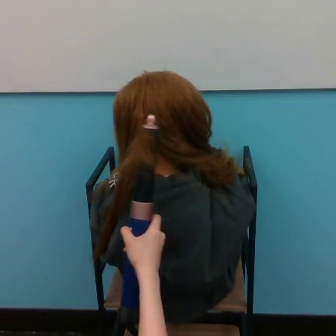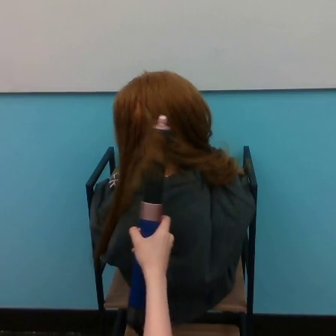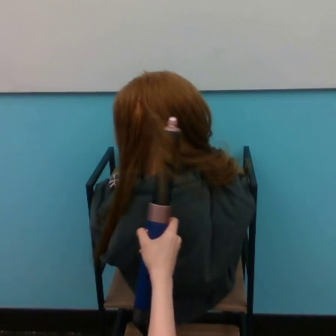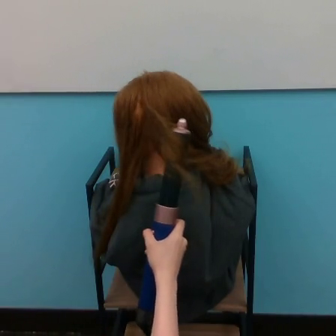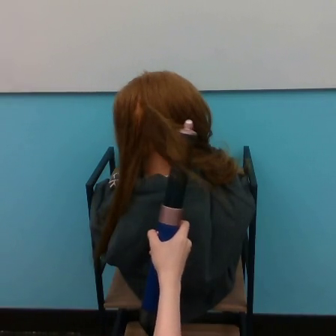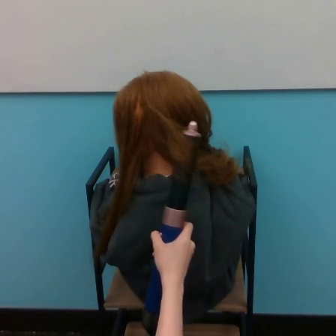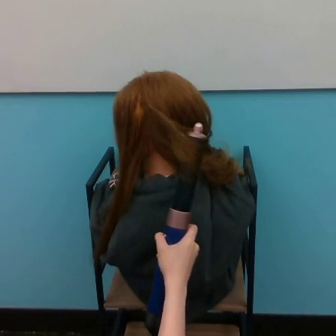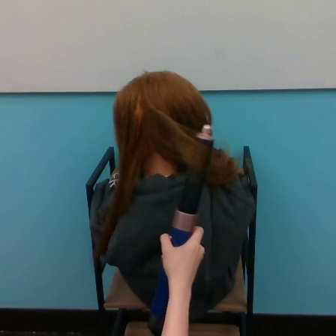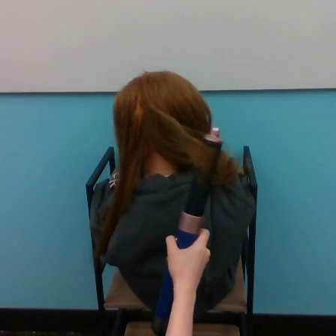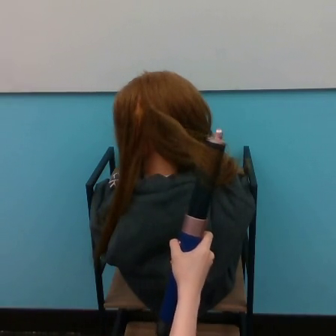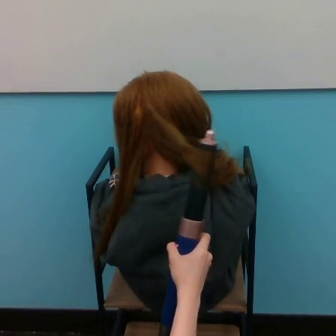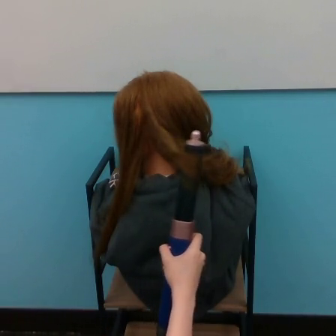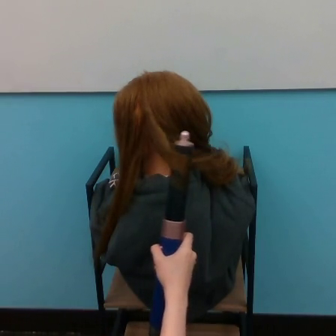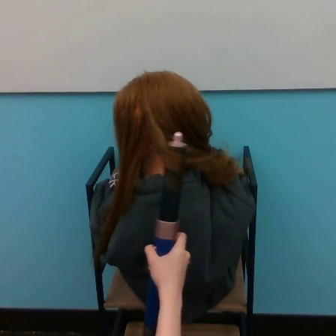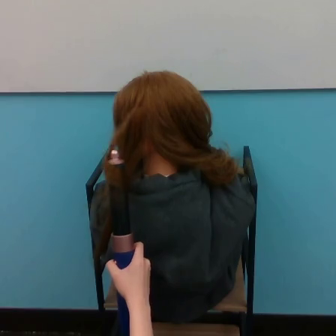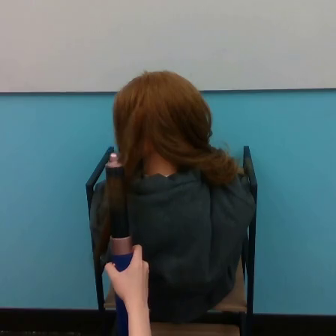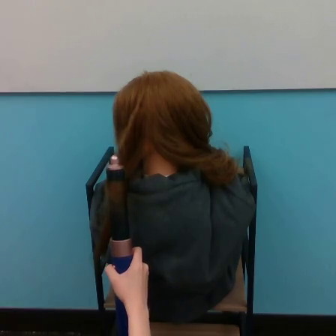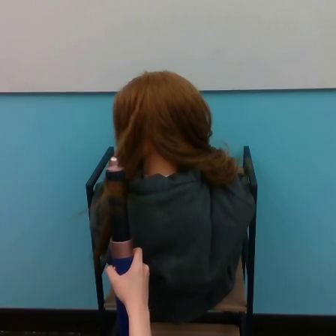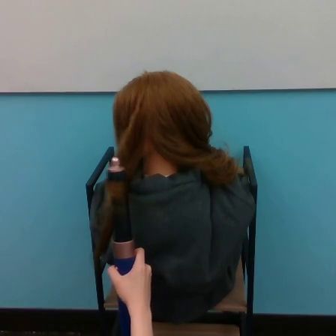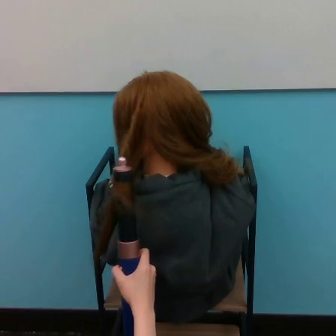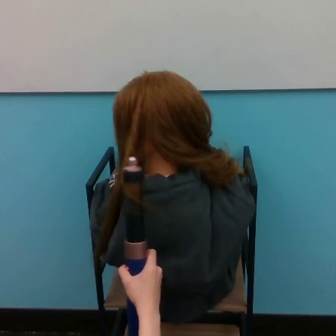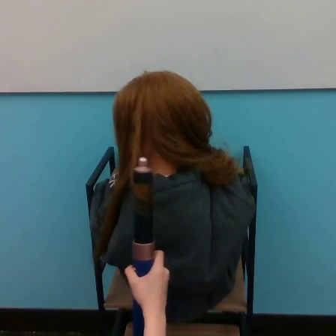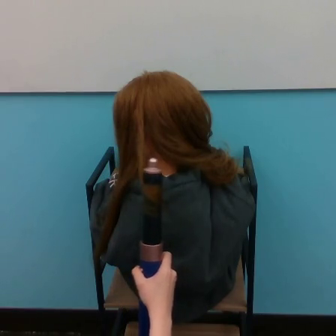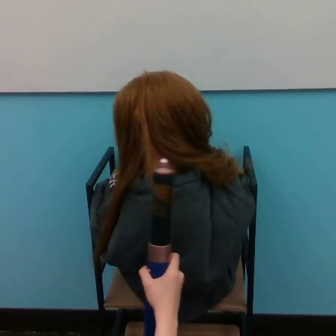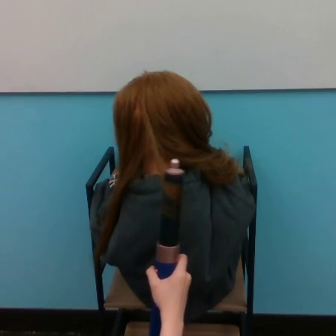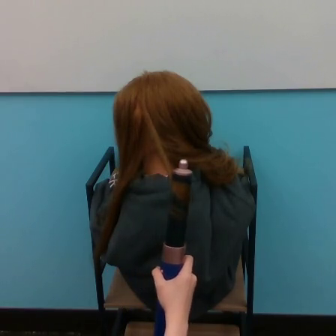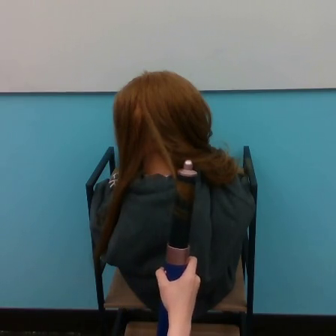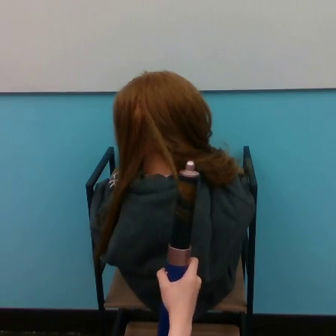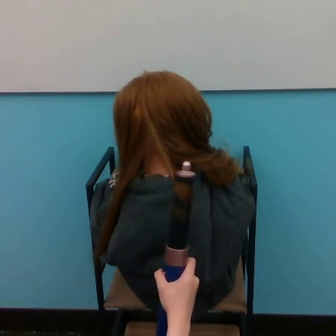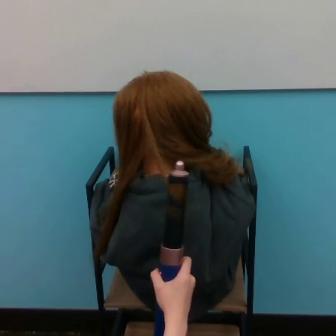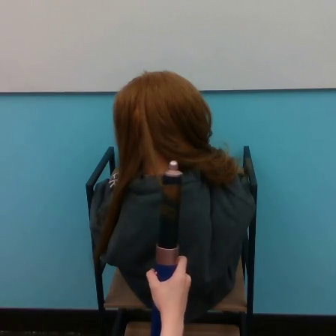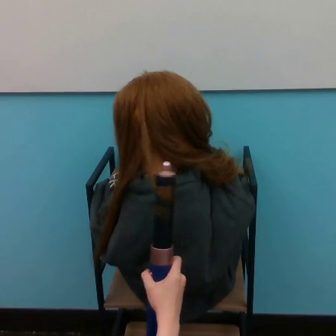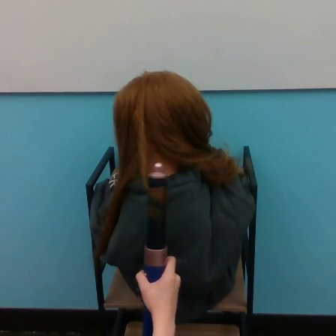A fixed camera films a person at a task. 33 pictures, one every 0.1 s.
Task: curl hair.
0.0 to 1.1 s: The hand goes to the right.
1.1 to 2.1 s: The hand goes to the left, then to the right.
2.1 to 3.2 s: The hand goes to the right, then to the left.
